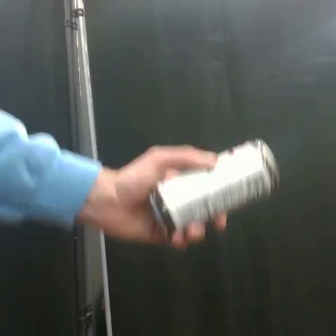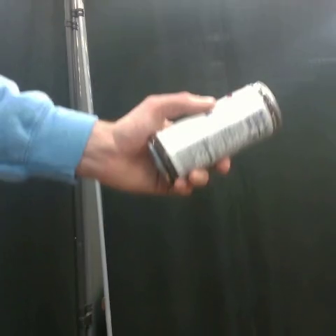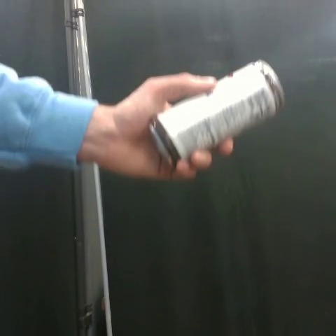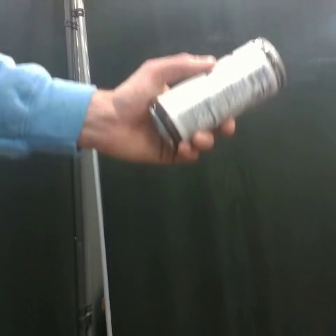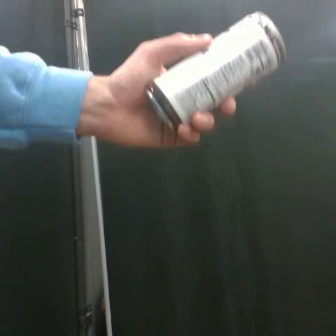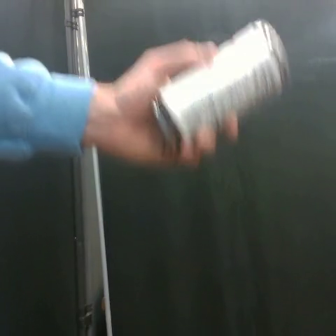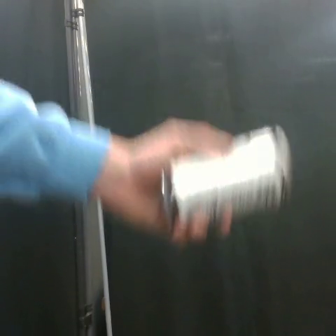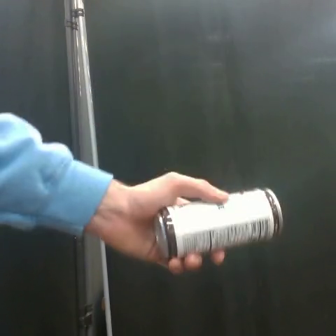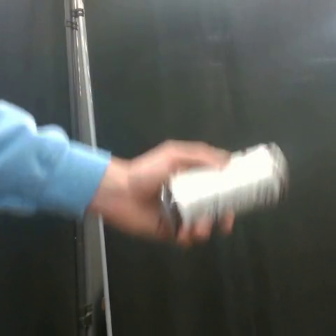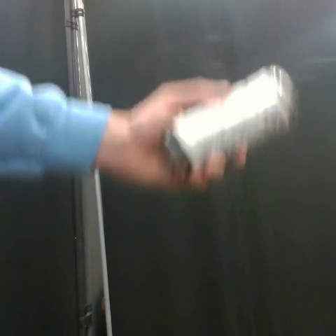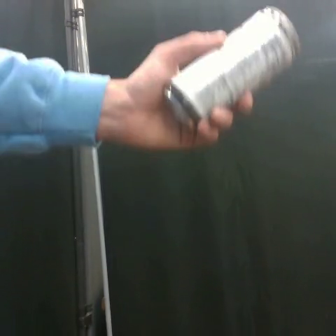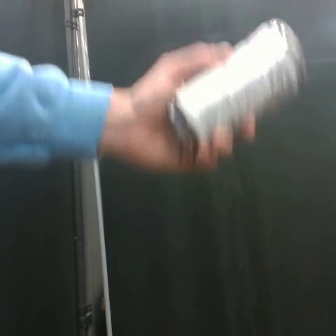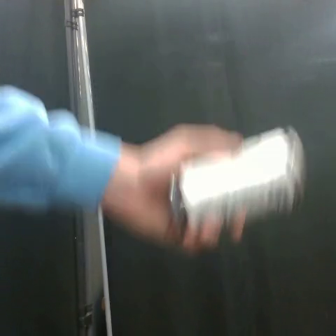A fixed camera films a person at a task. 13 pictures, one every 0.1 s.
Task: shake the coffee can.
Motion: move up and down twice.
0.0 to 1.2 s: The hand goes upward.
